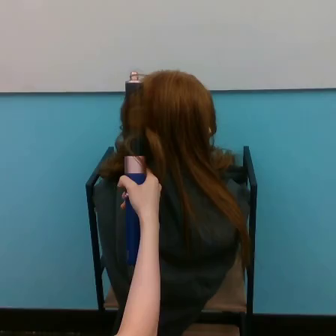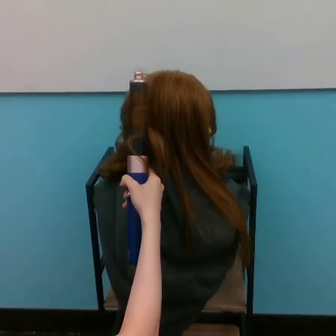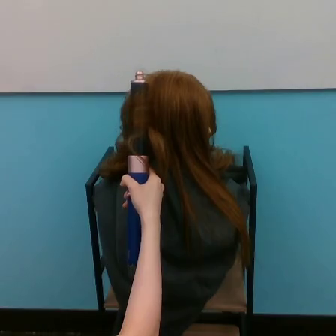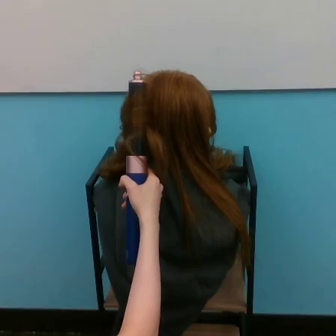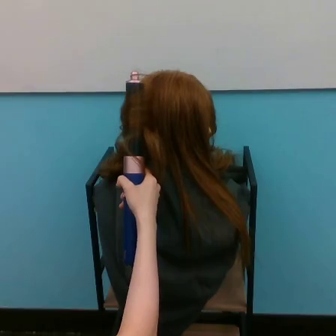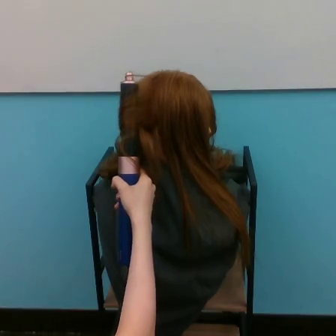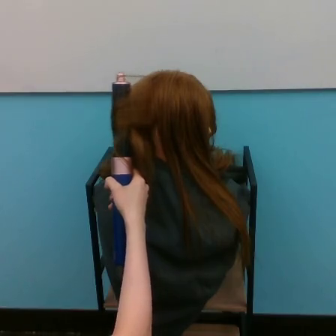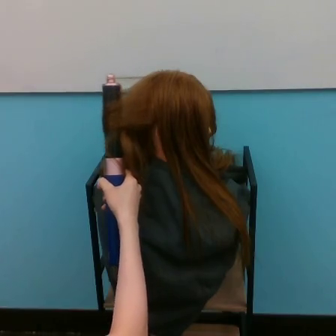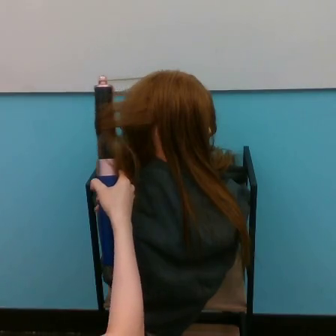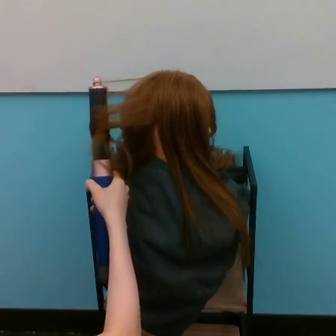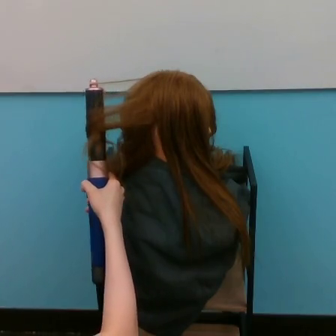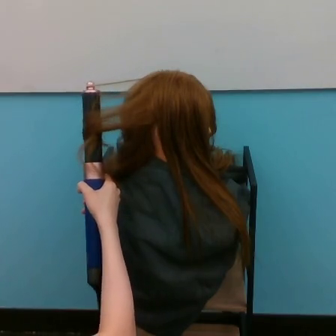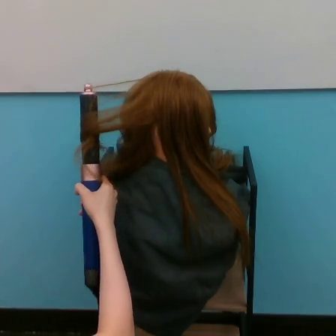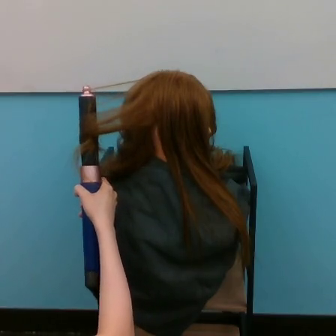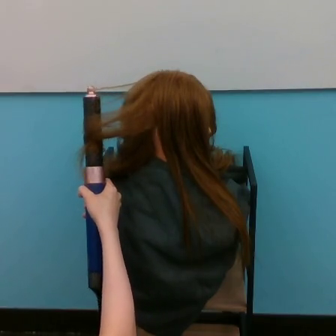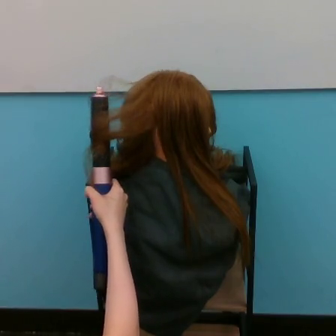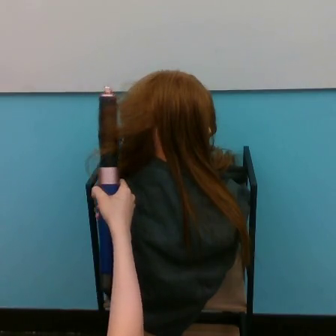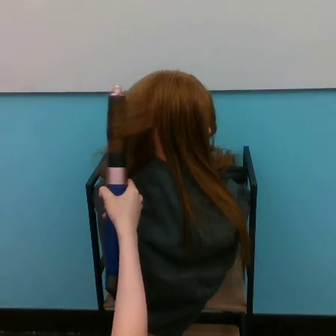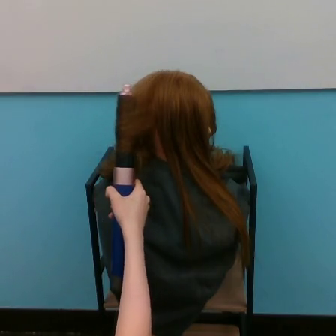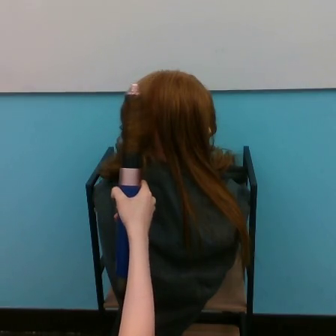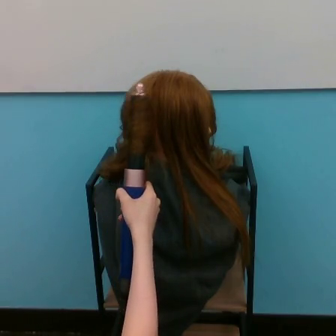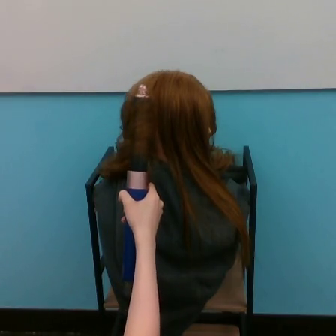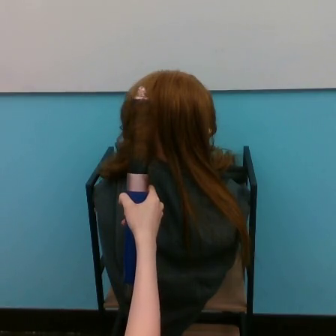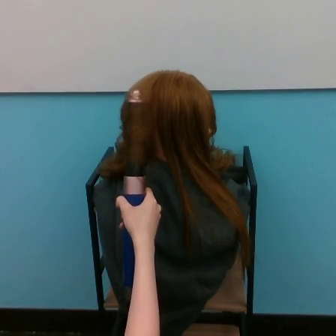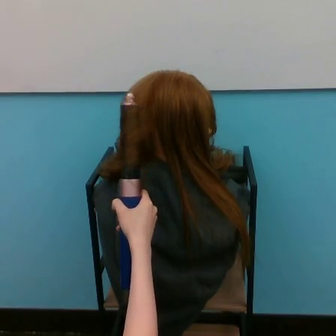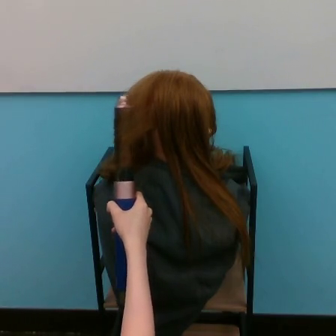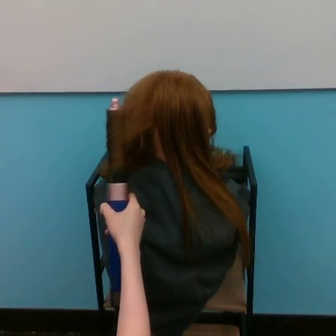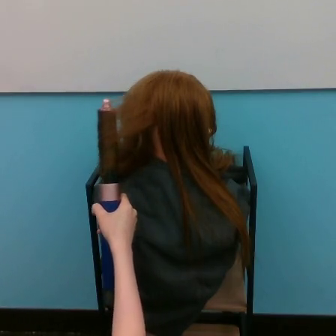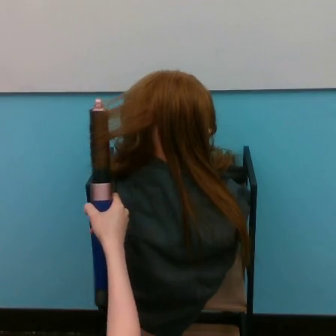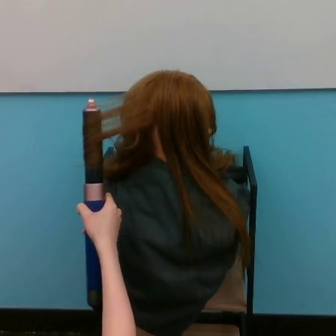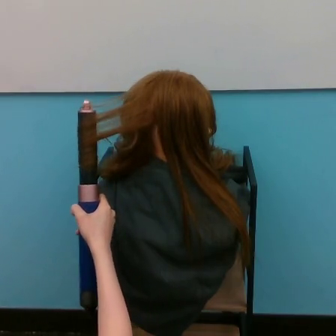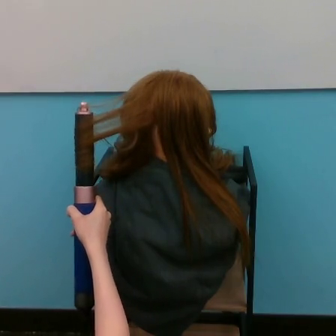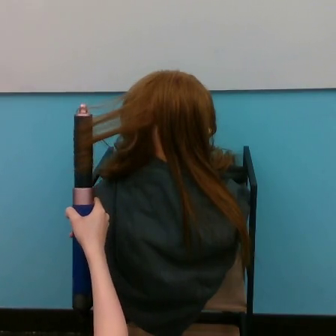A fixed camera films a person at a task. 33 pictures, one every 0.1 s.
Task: curl hair.
0.0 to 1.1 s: The hand goes to the left.
1.1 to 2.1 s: The hand goes to the right.
2.1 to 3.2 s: The hand goes to the left.
